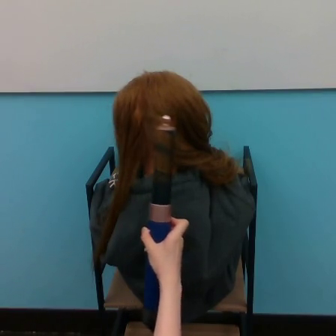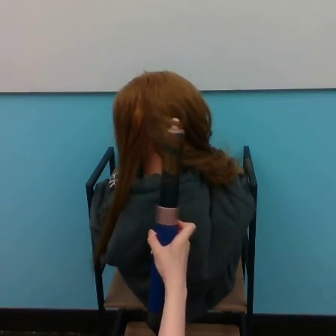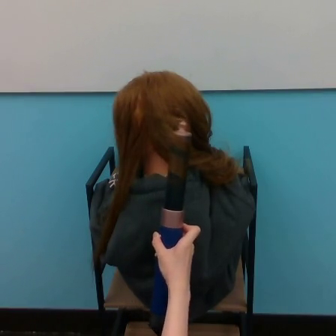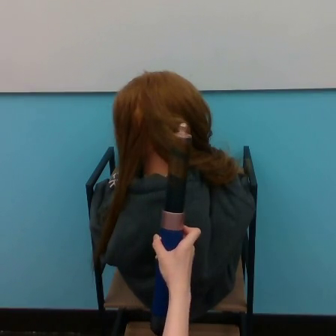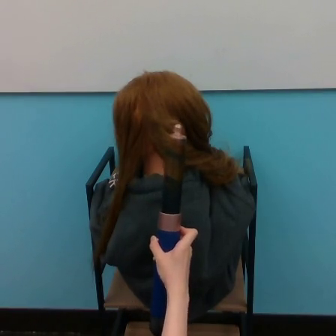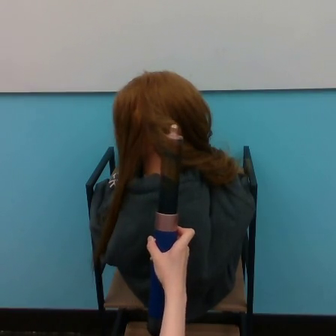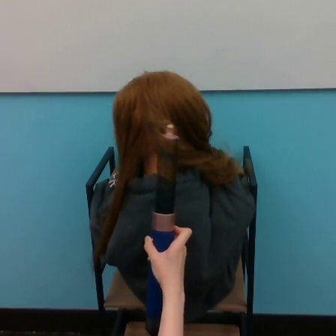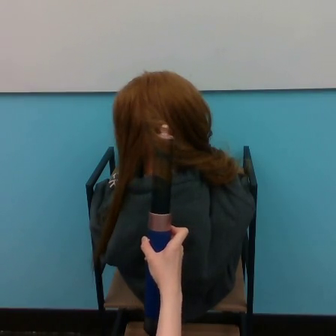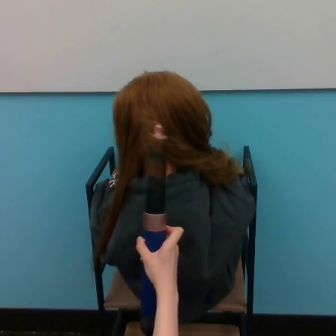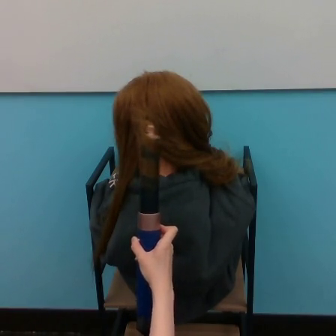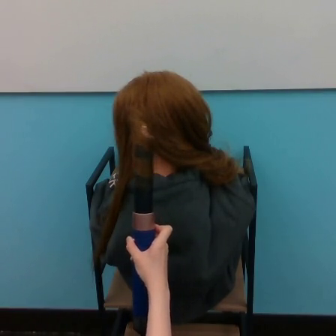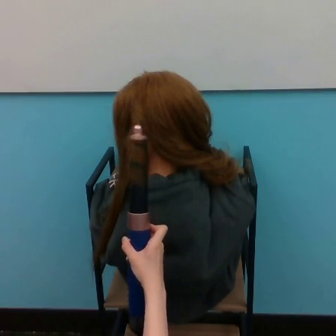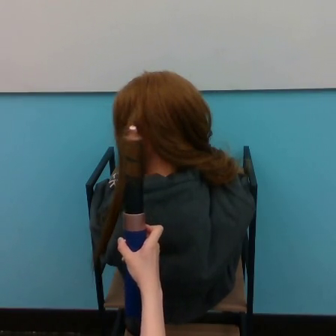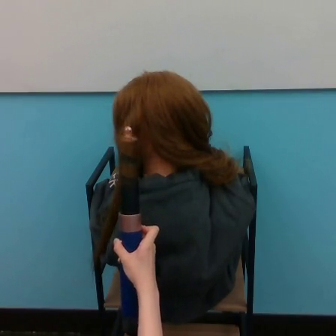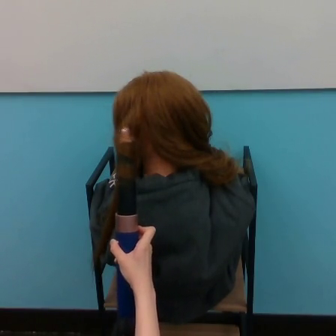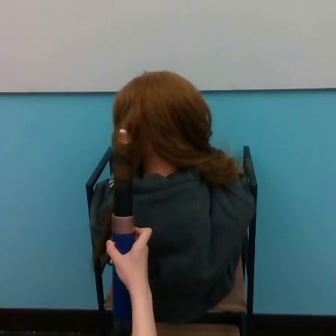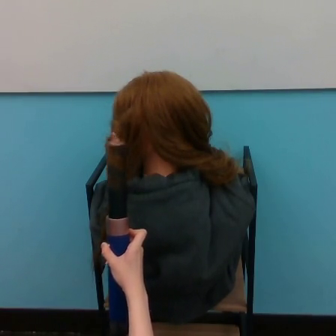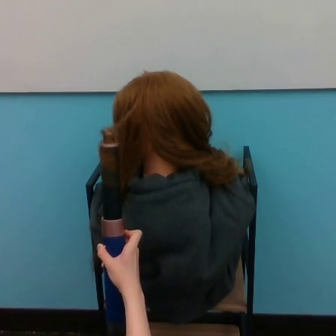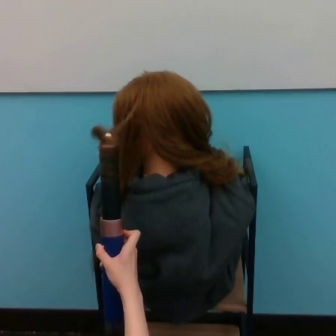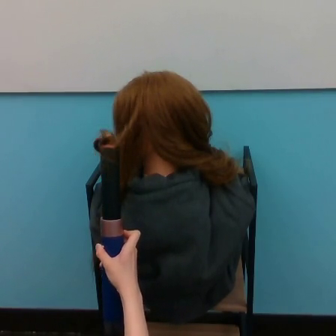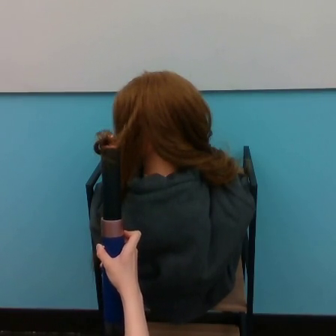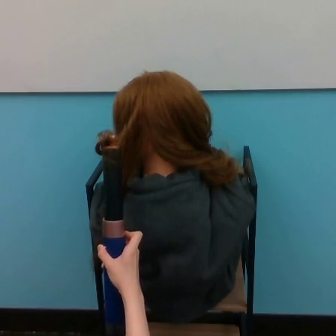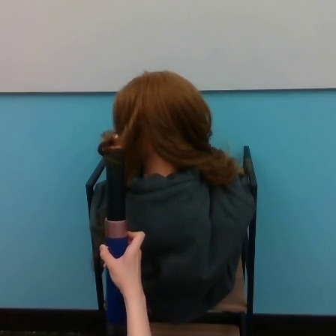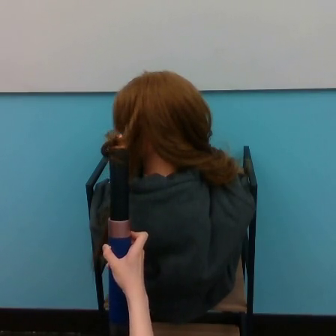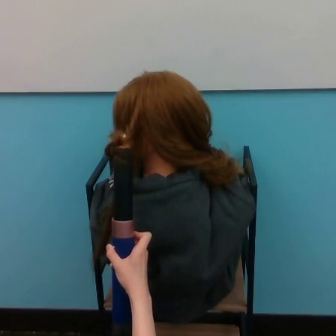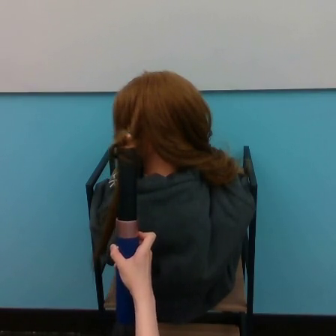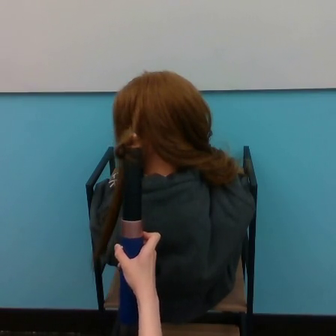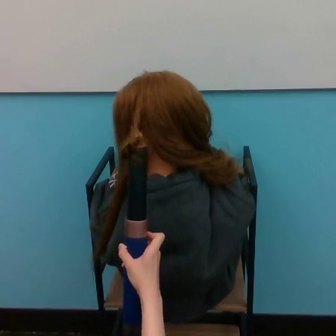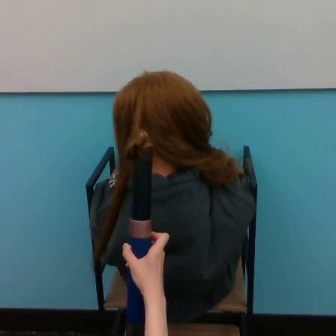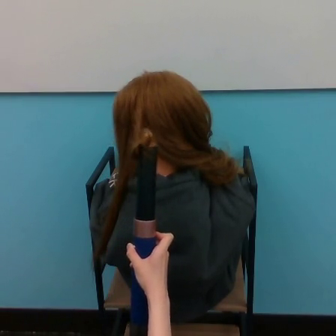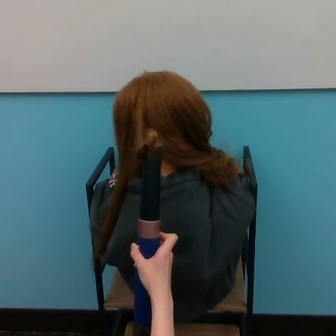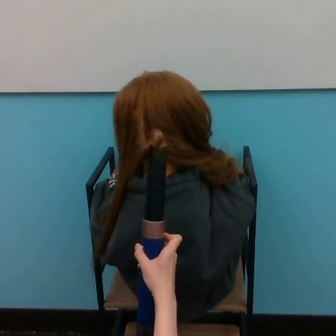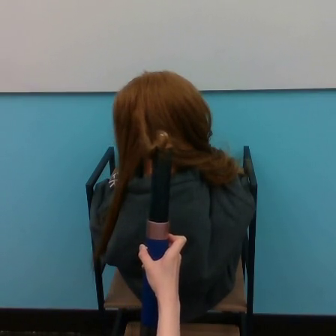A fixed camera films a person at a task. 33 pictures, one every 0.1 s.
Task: curl hair.
0.0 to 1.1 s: The hand goes to the left.
1.1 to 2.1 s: The hand goes to the left.
2.1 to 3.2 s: The hand goes to the right.
